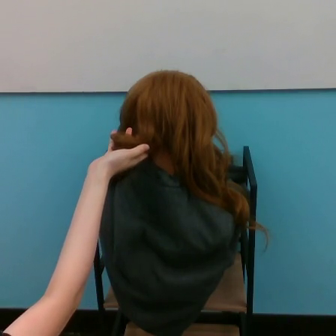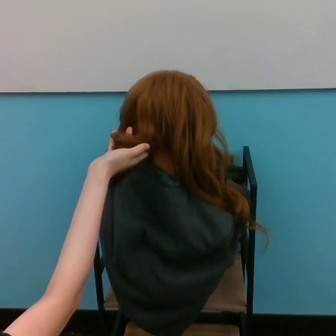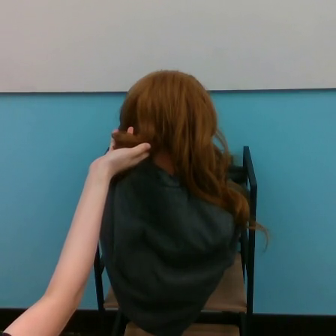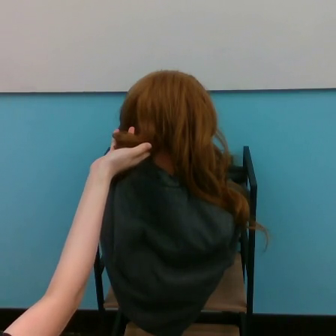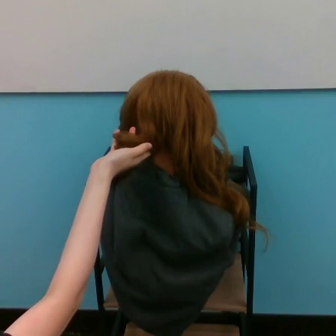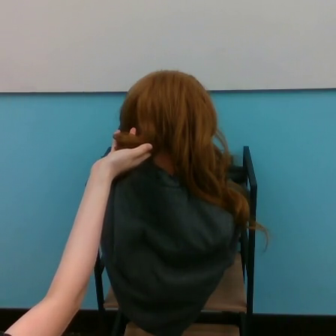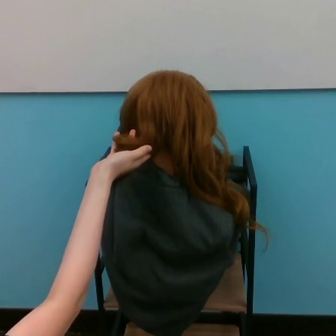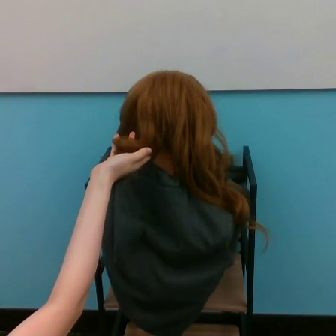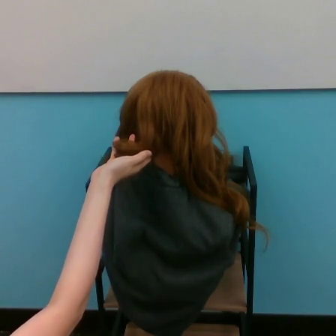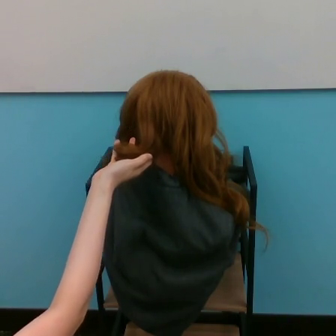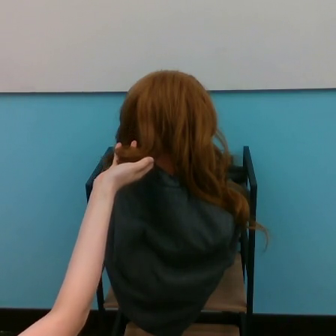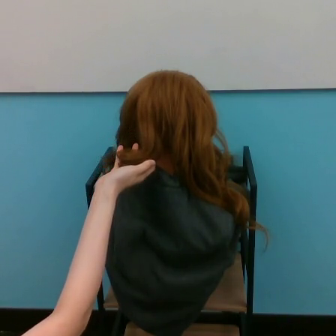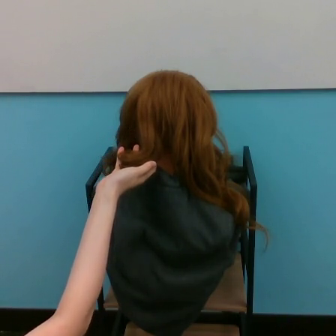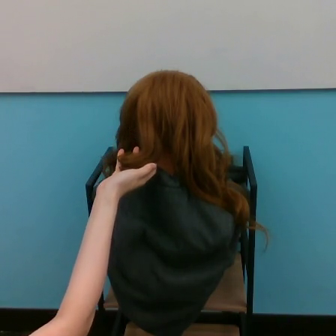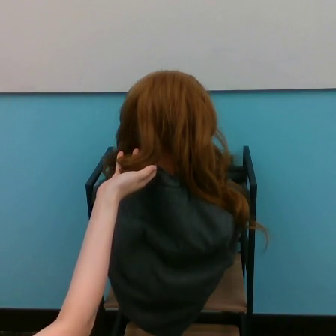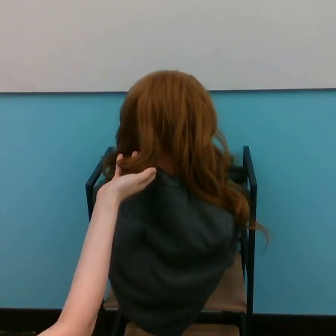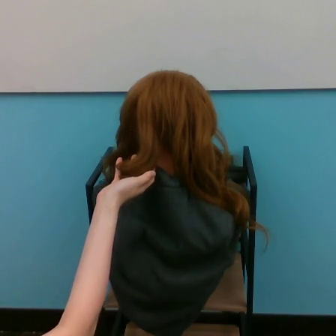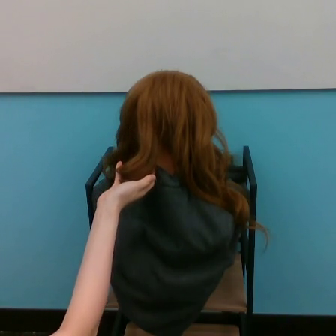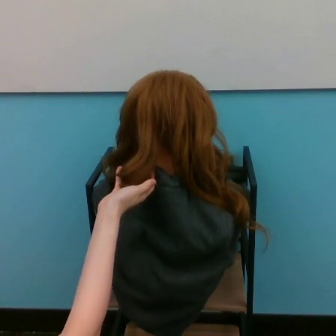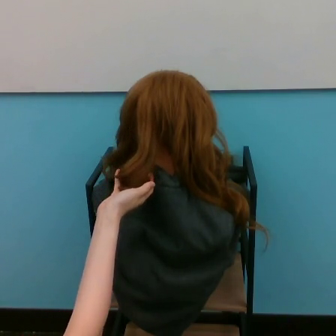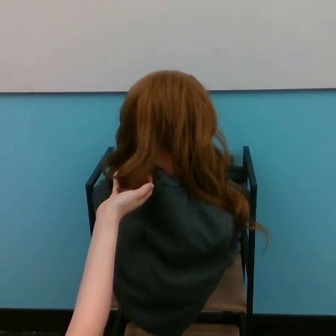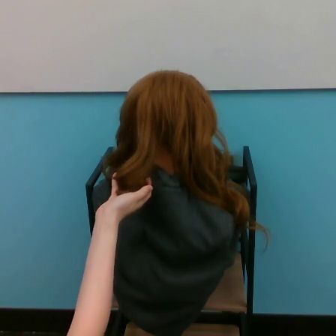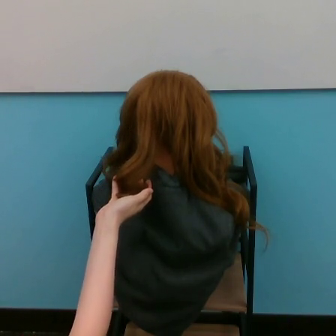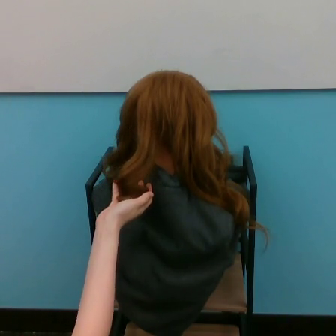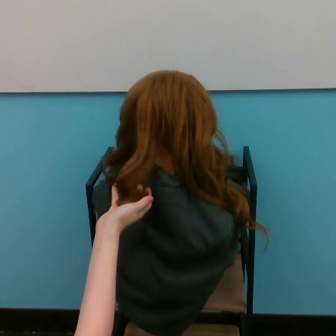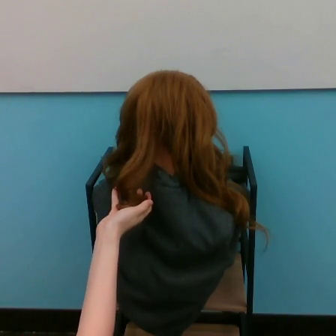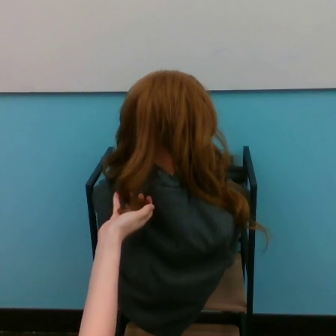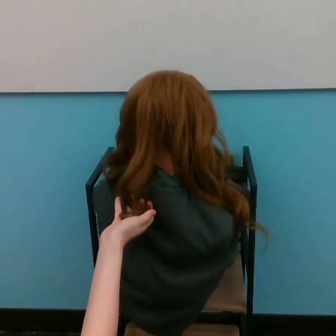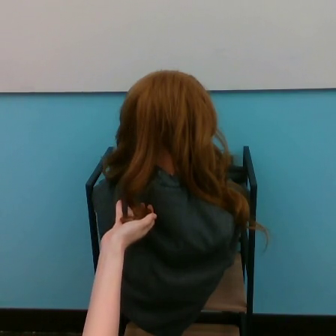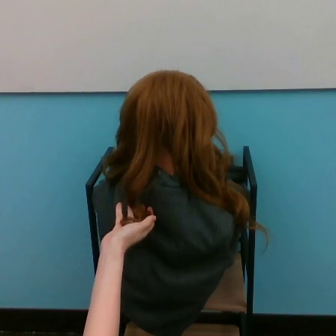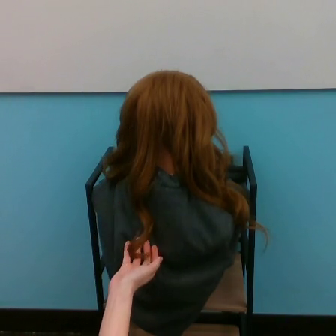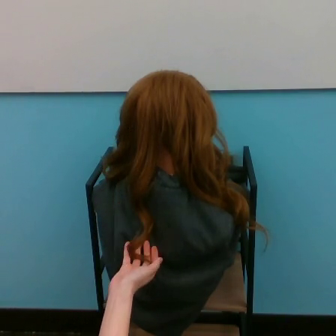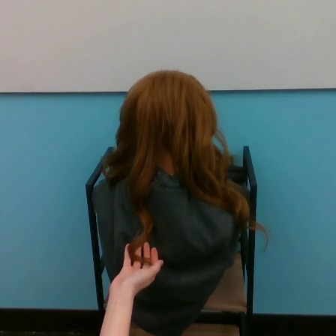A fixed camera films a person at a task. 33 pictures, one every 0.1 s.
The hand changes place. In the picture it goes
downward.
0.0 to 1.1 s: The hand goes downward.
1.1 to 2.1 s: The hand goes downward.
2.1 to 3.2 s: The hand goes downward.
Task: curl hair.
